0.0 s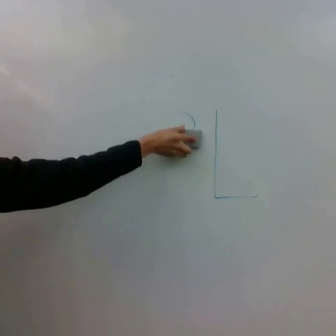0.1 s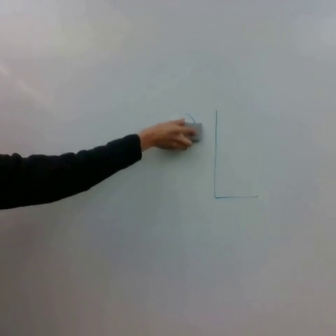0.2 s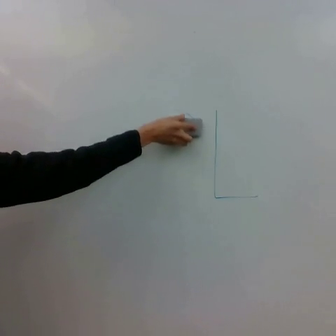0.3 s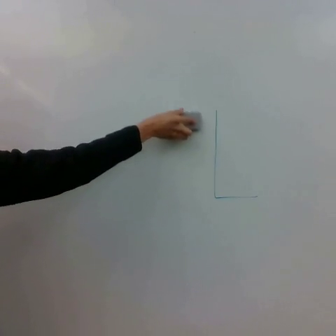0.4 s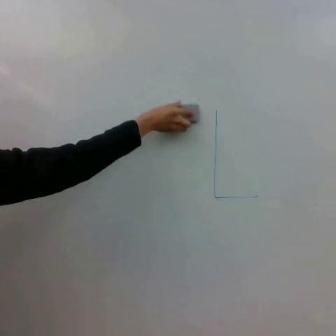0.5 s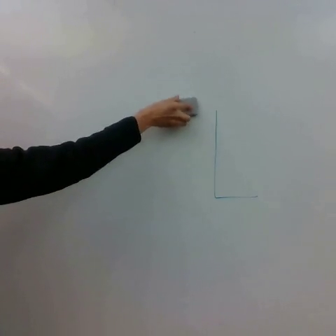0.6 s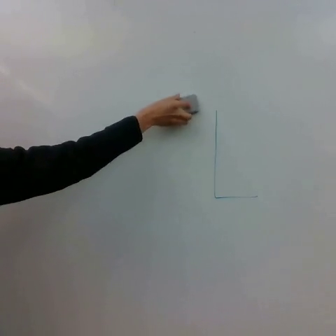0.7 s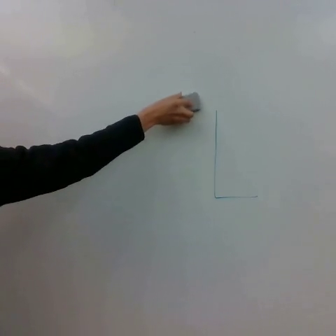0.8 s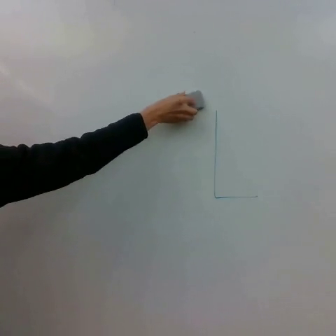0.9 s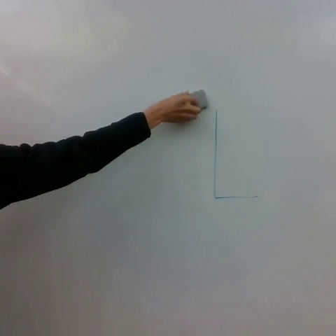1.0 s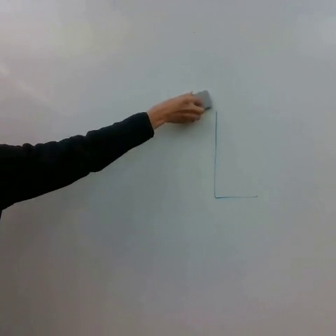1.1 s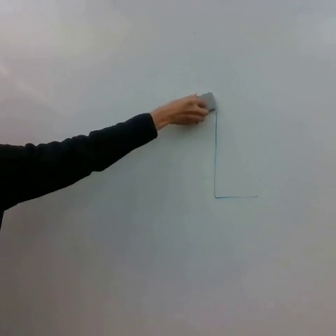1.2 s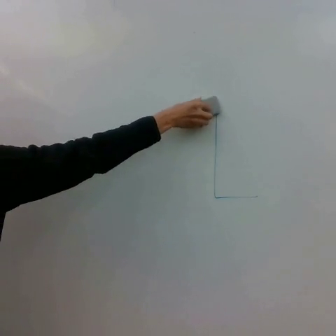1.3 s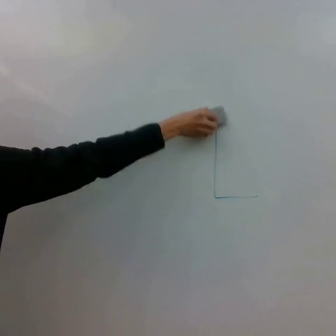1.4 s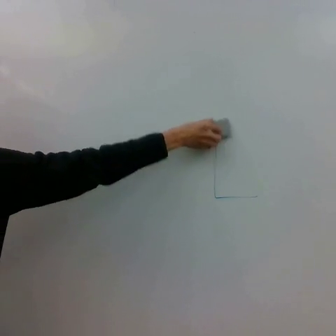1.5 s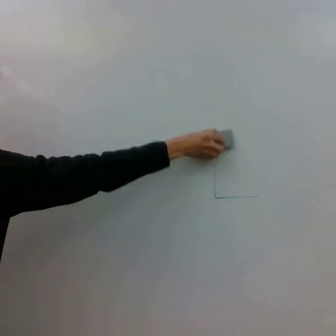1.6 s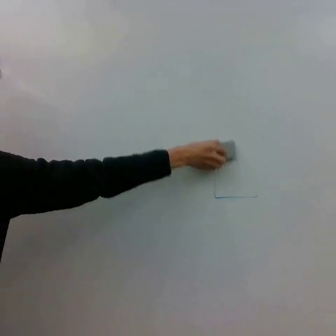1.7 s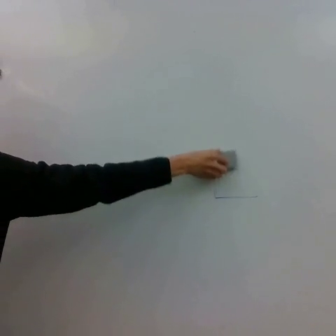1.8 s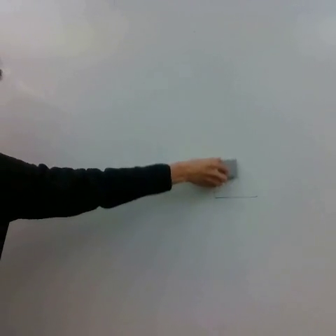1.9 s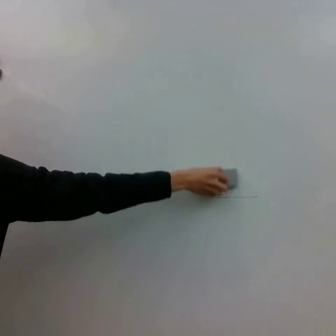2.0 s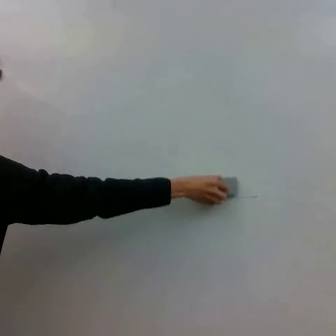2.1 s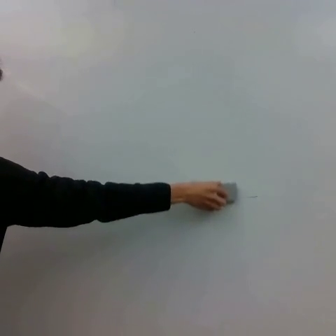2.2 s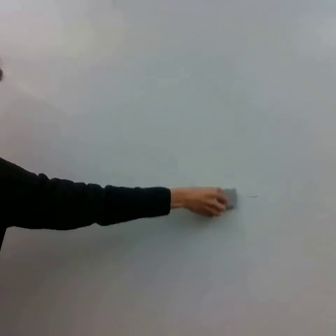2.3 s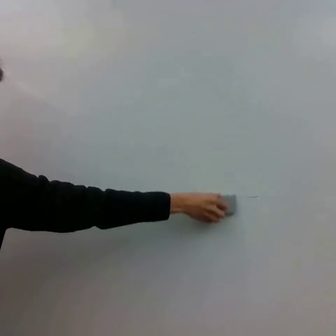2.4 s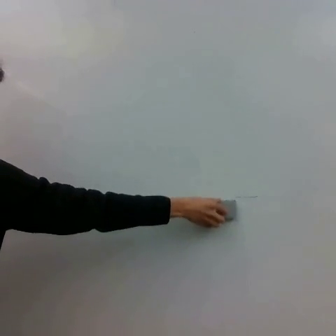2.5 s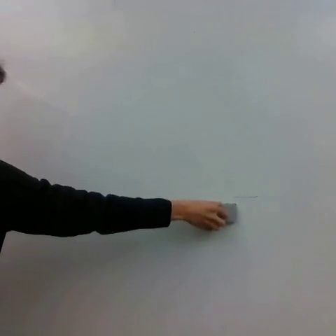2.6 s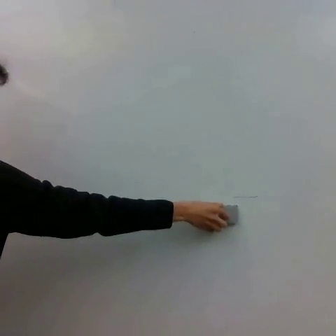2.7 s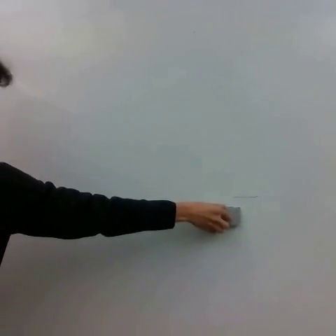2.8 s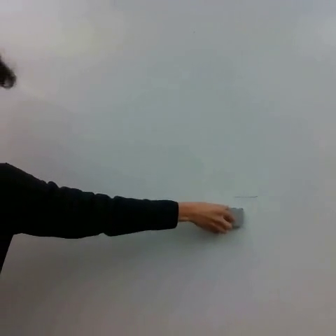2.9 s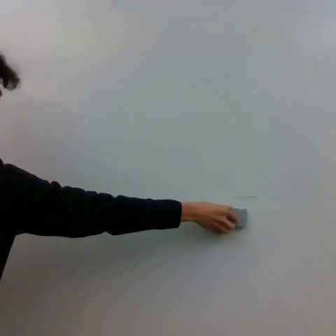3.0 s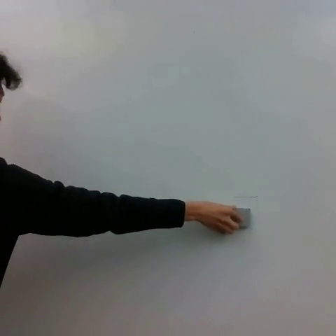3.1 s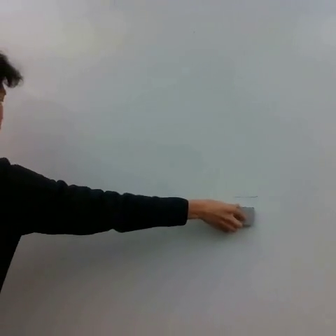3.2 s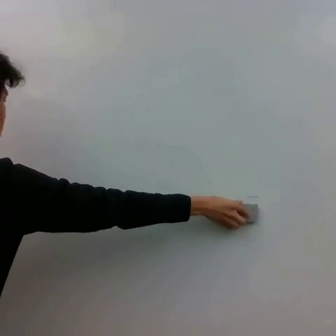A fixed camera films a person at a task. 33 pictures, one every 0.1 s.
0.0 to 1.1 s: The hand goes upward, on a clockwise arc.
1.1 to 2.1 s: The hand goes downward.
2.1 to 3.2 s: The hand goes downward and to the right, on a counterclockwise arc.
Task: erase whiteboard.
